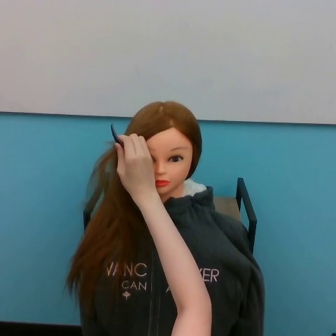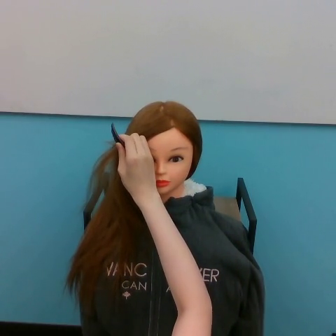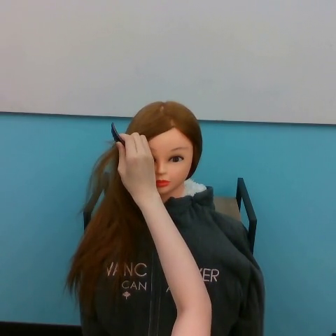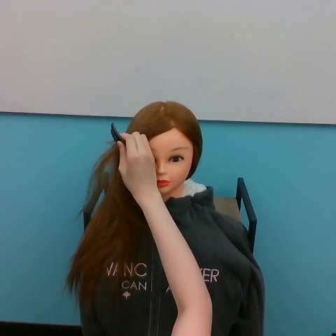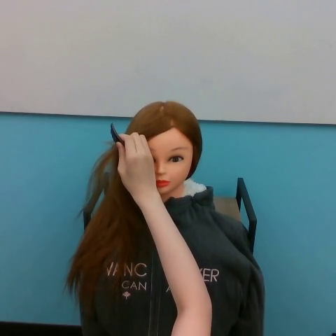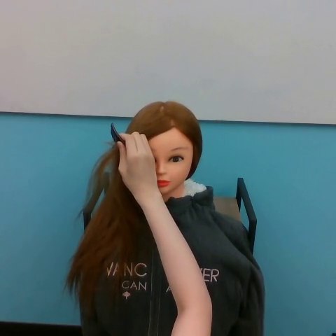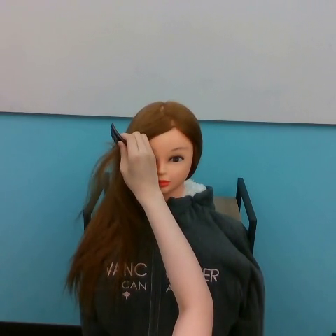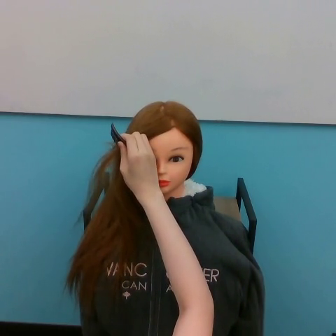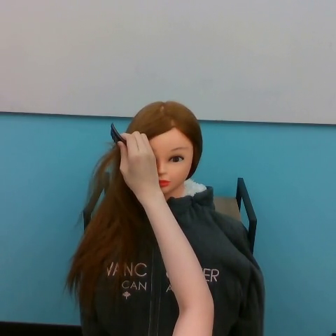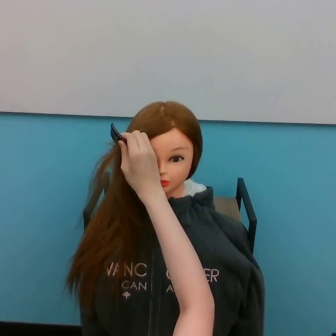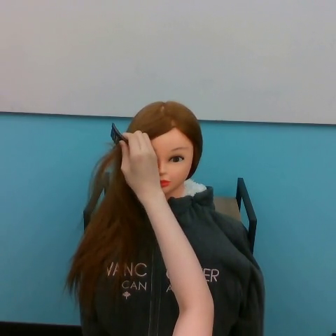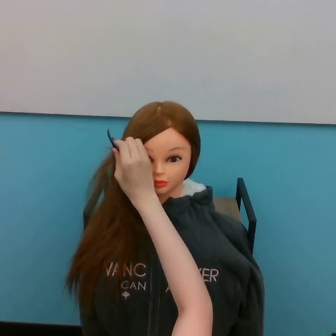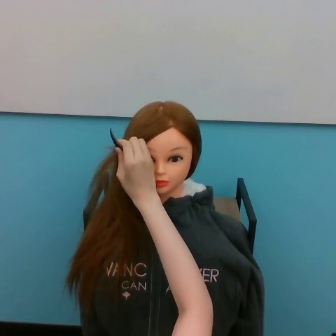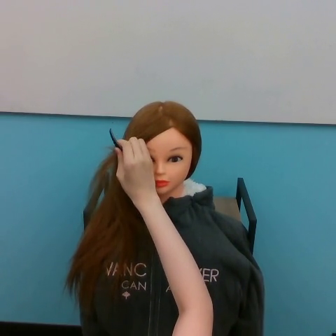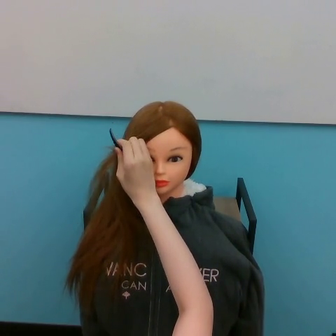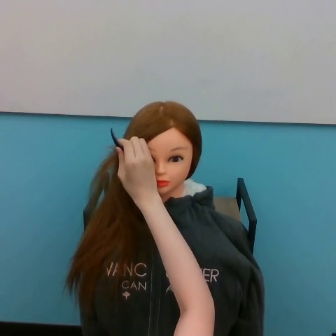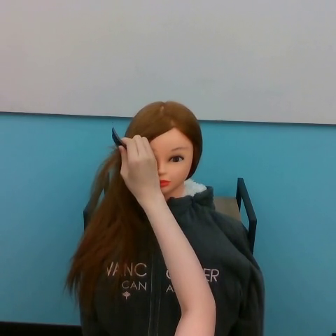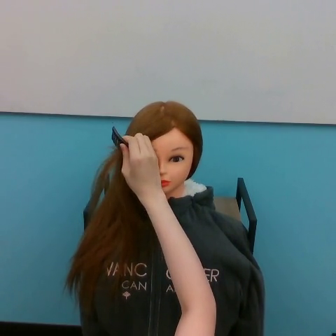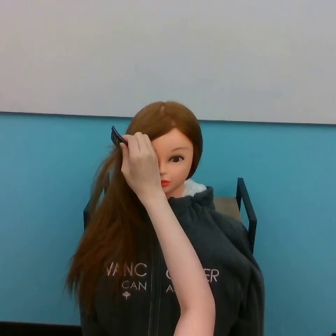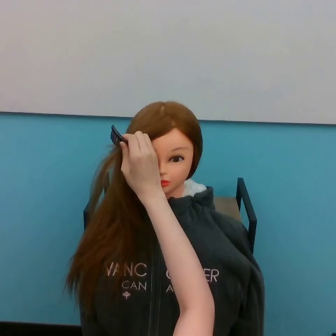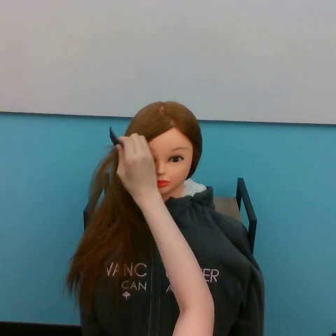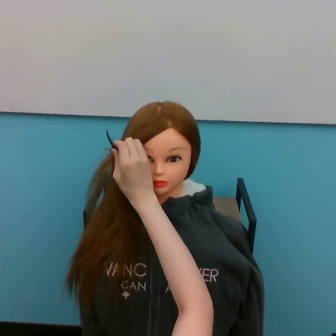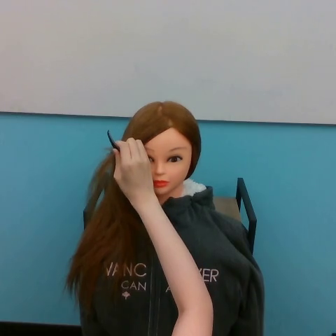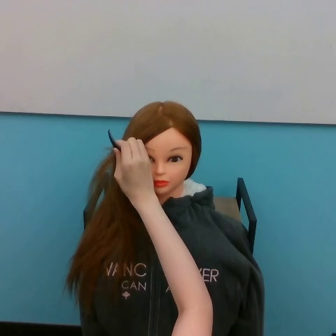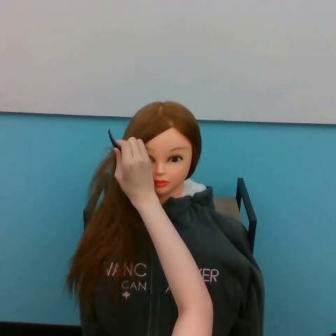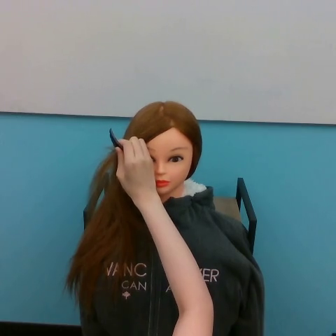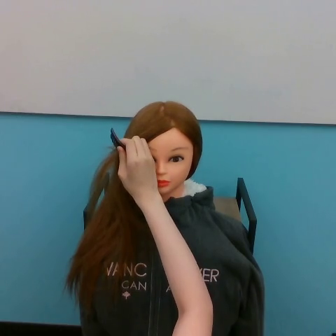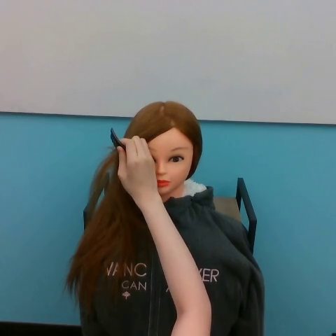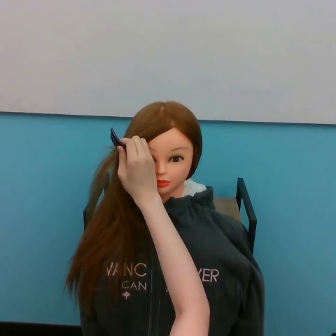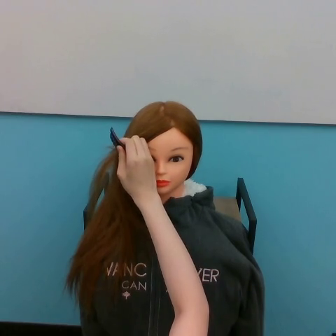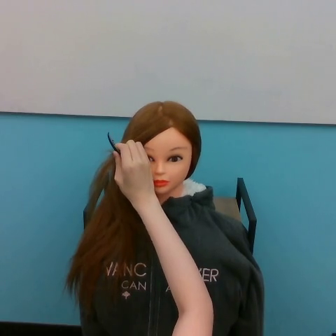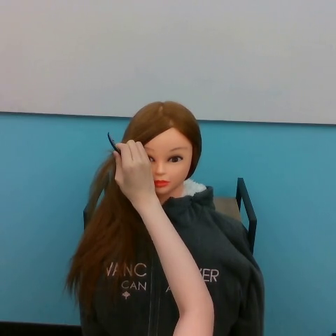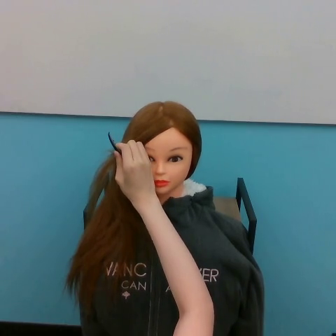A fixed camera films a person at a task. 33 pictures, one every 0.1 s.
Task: brush hair.
0.0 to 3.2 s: The hand moves only a little.
